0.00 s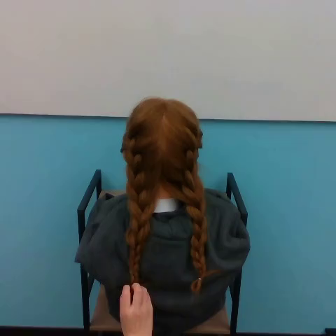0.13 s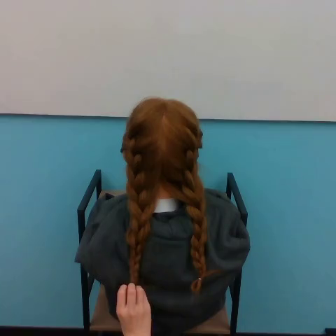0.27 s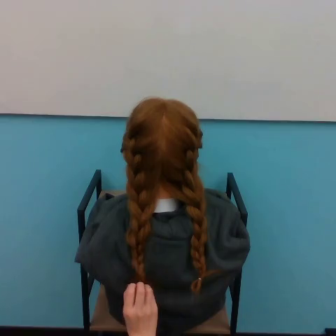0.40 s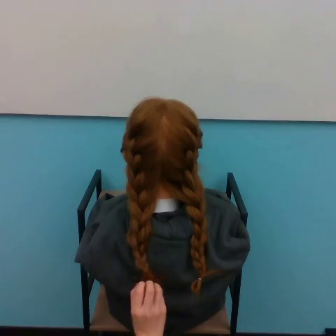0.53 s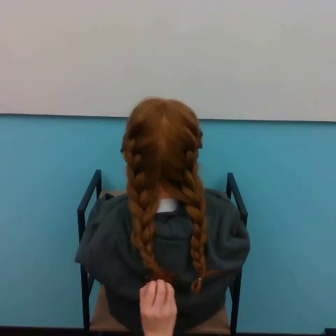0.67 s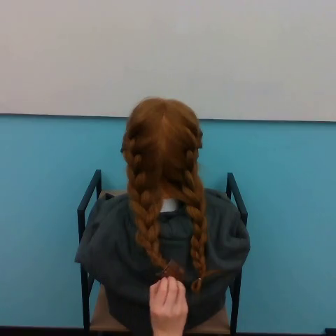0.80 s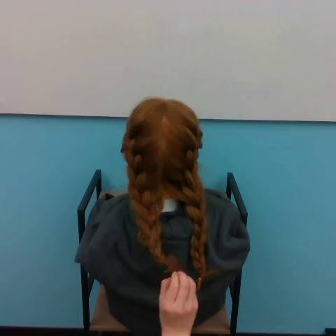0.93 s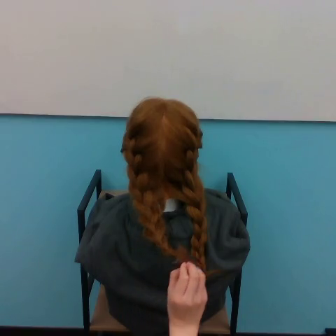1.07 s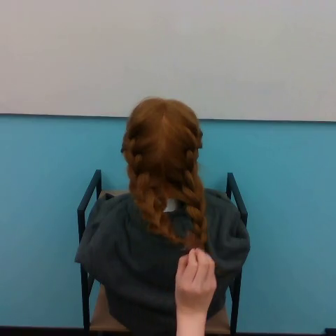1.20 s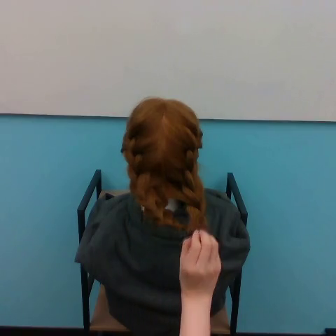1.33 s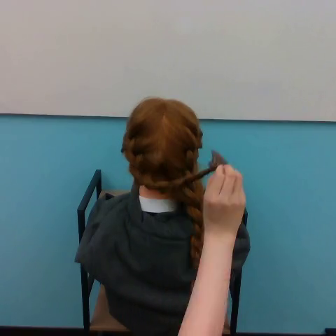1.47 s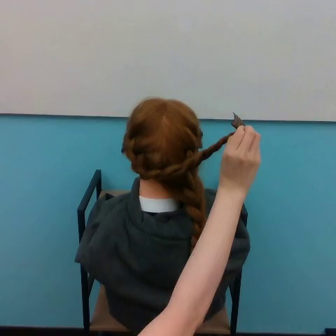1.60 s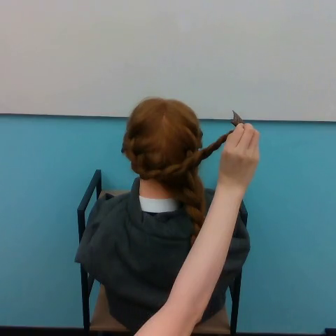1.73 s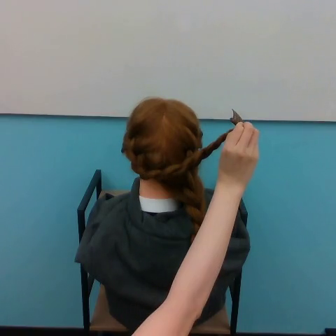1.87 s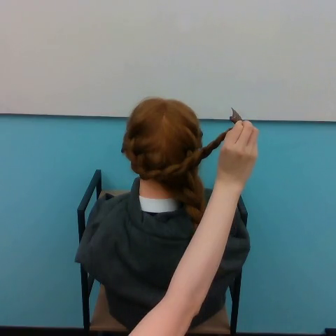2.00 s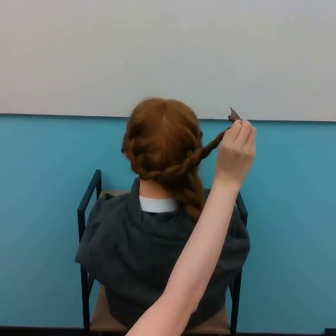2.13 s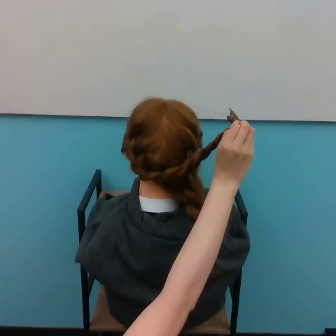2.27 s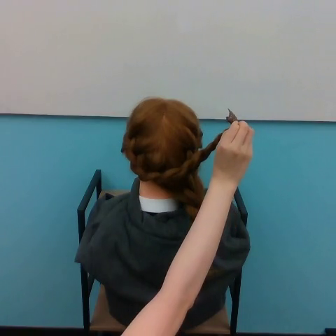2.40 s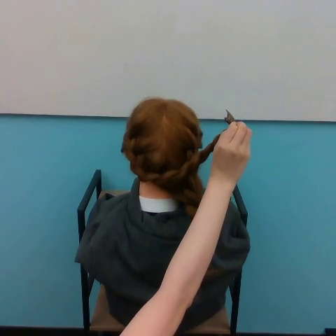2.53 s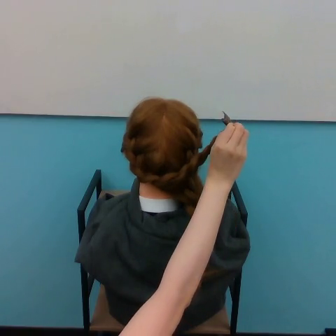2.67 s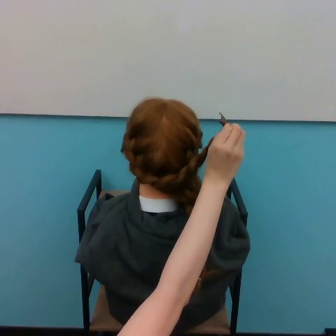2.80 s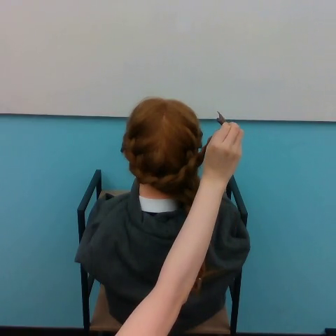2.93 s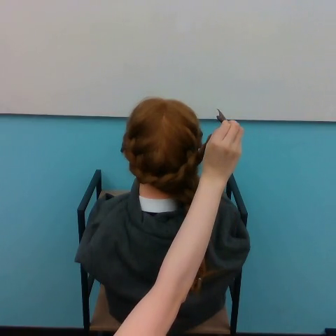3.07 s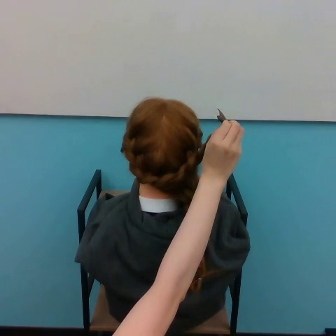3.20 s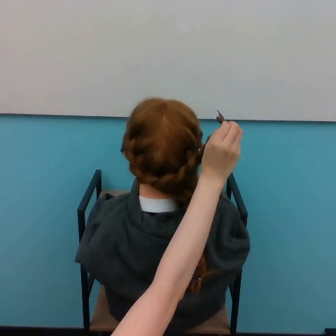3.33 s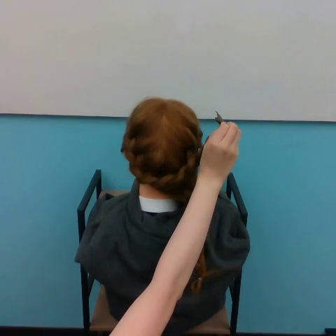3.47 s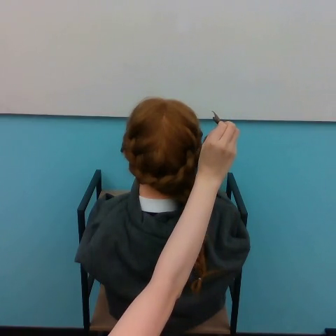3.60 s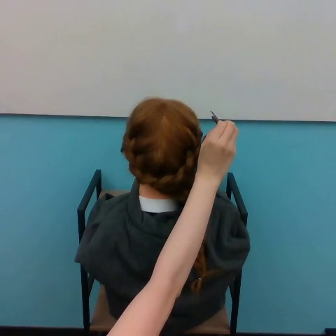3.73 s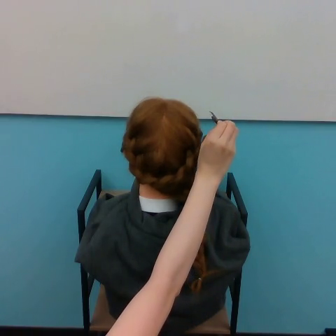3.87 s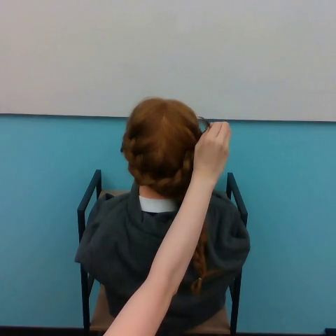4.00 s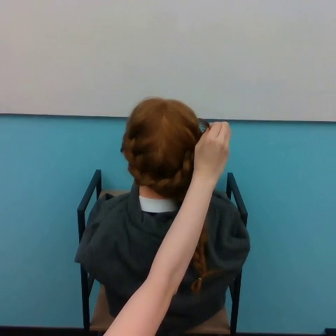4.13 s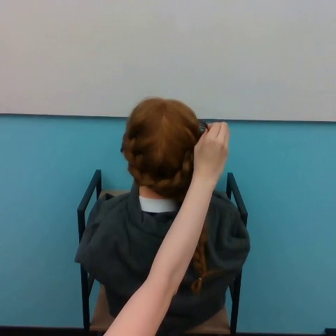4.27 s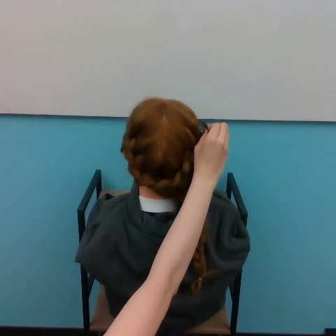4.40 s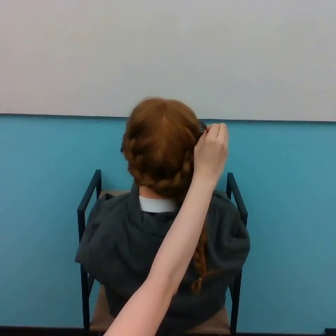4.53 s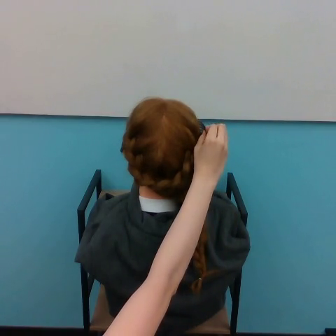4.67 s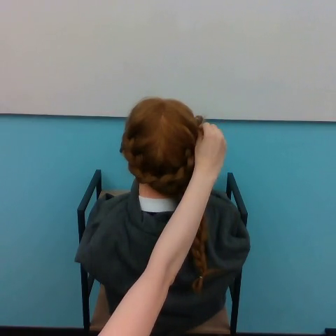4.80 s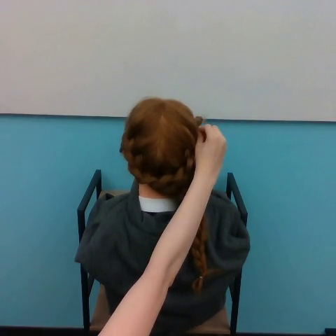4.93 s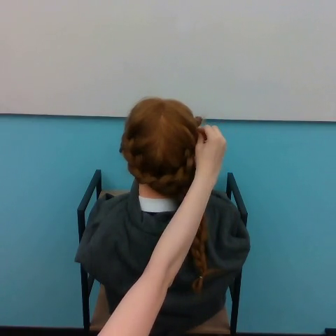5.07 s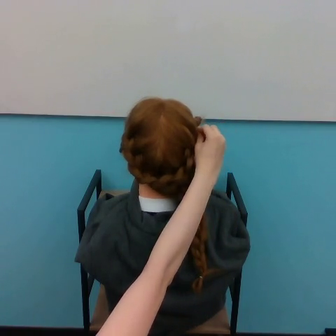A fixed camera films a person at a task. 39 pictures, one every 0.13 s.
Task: style hair.
Motion: move upward and to the right, then move to the left shortly.
0.00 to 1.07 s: The hand goes to the right and upward.
1.07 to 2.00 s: The hand goes upward.
2.00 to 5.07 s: The hand goes to the left.
